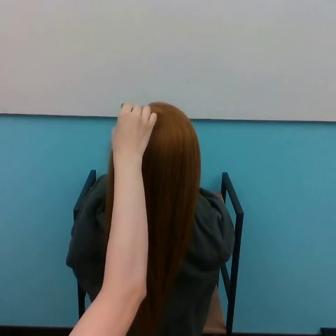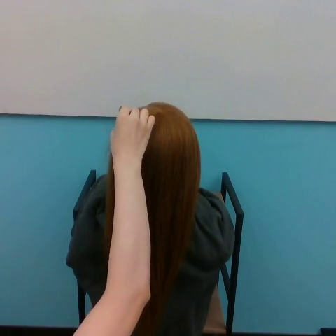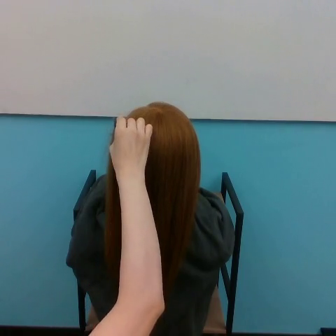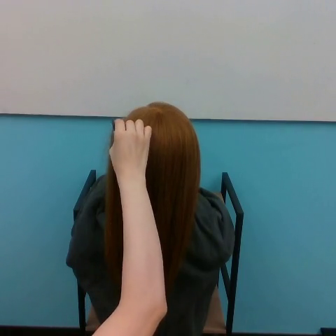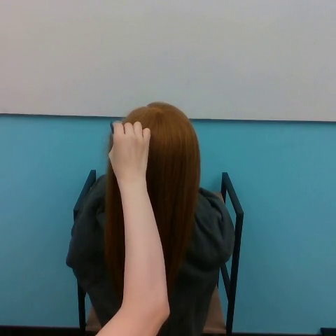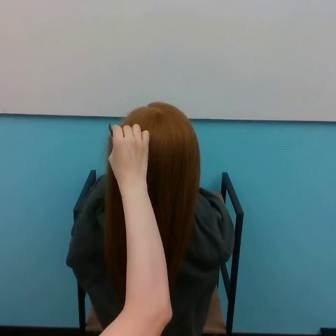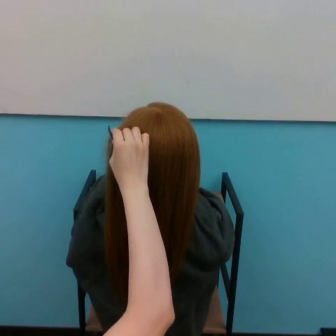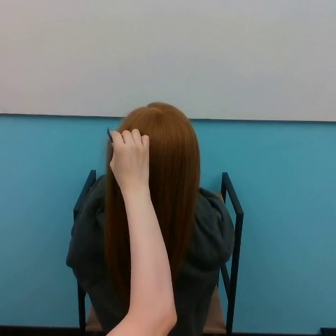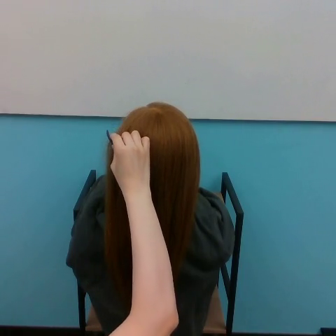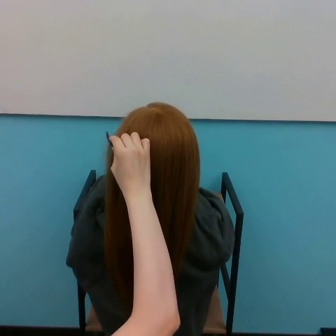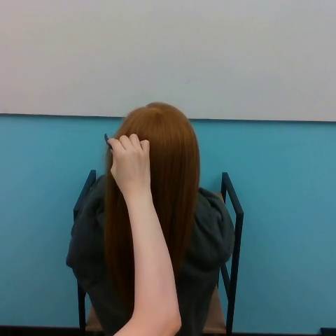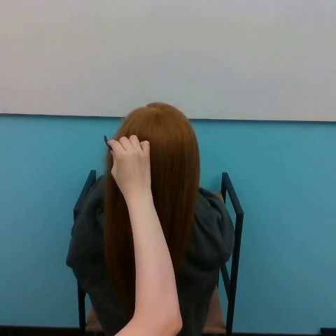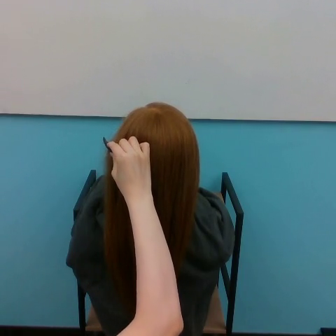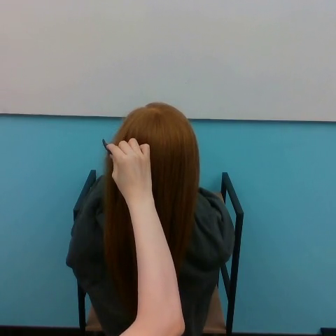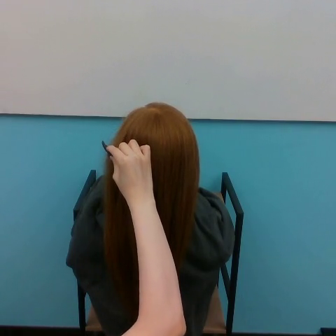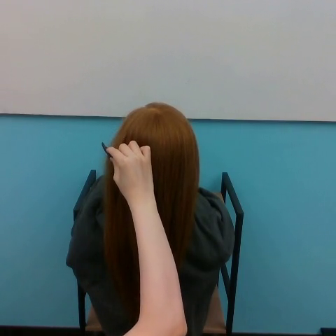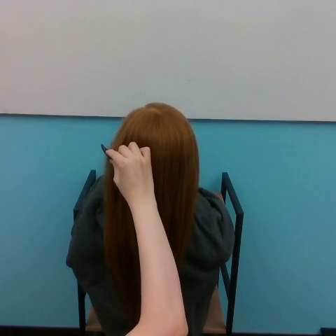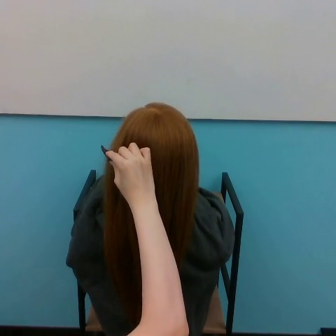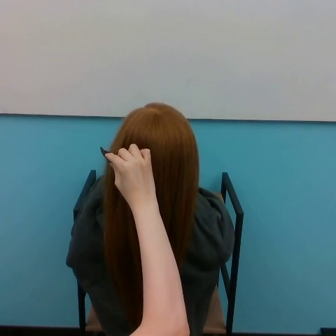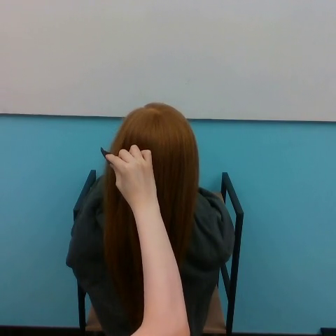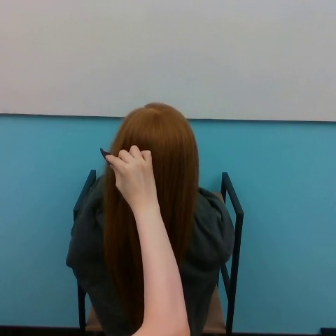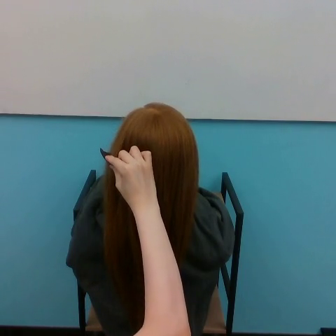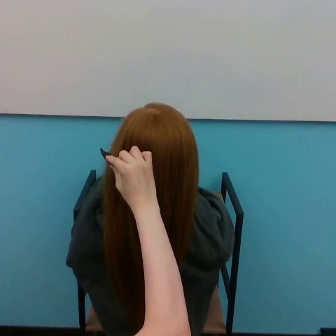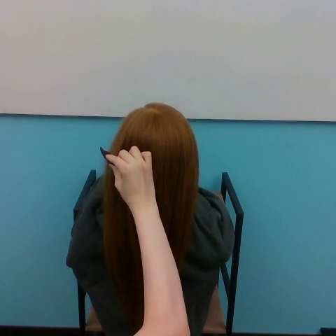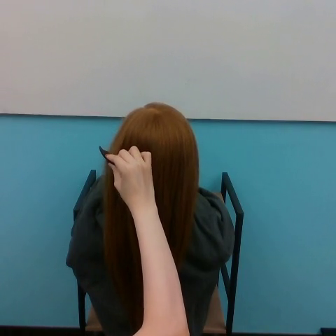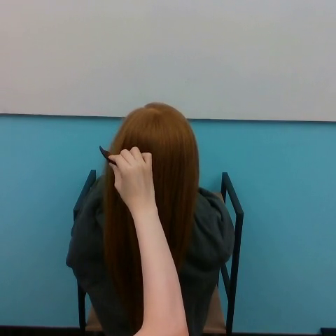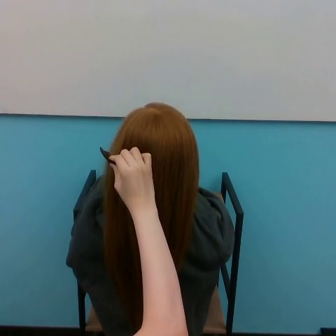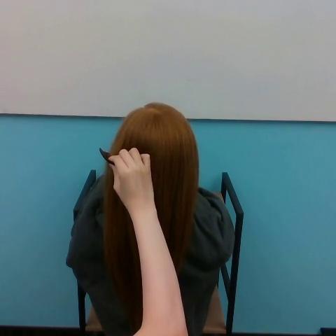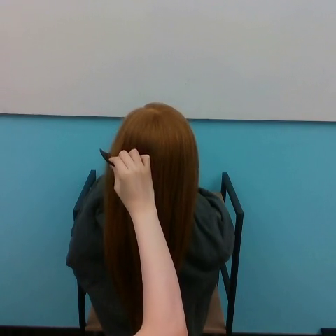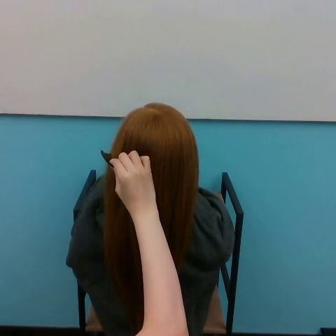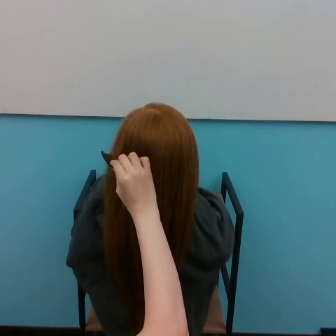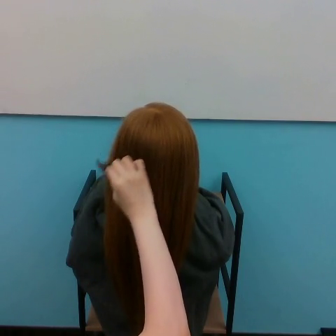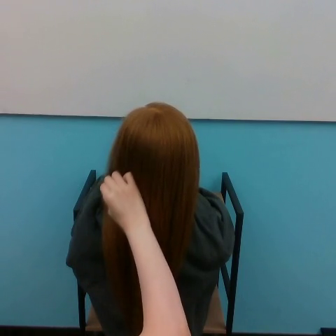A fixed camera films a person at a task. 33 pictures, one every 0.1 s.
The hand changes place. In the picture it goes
downward.
0.0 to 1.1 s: The hand goes downward.
1.1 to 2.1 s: The hand moves only a little.
2.1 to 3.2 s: The hand goes downward.
Task: brush hair.
